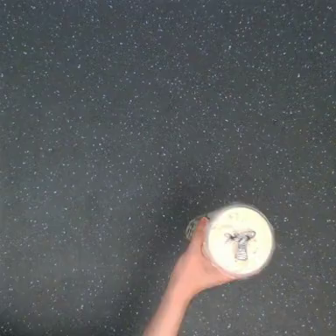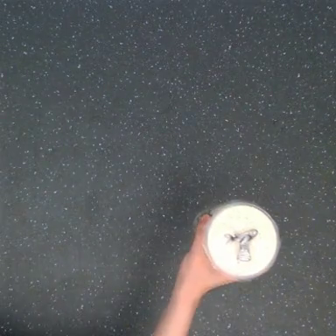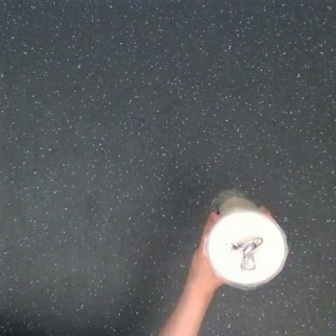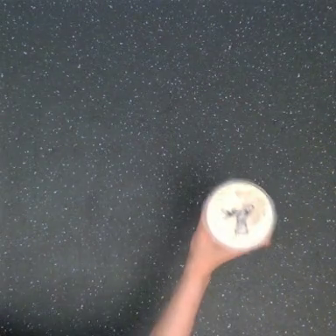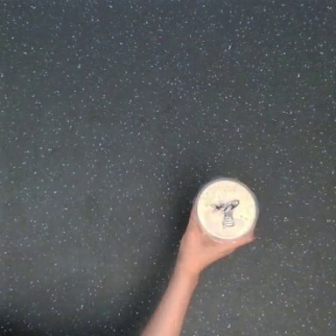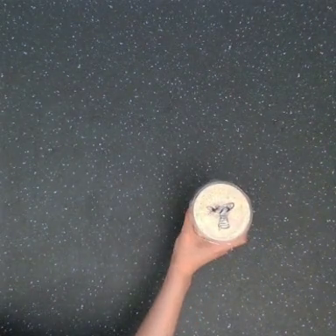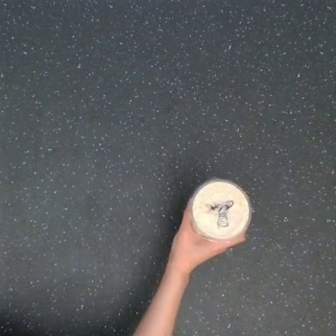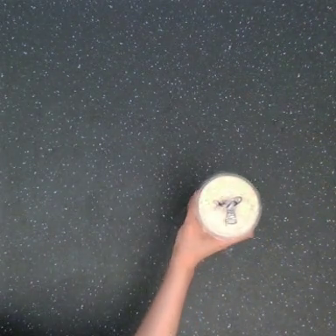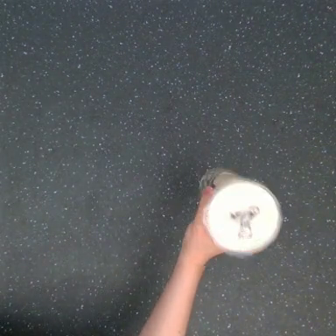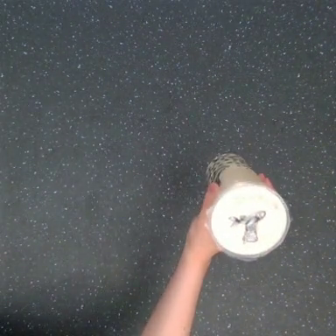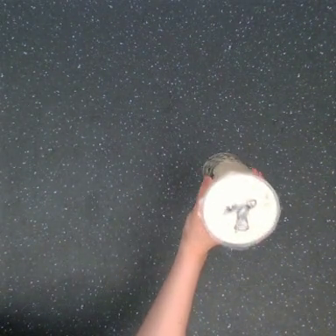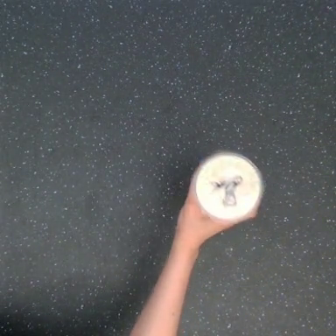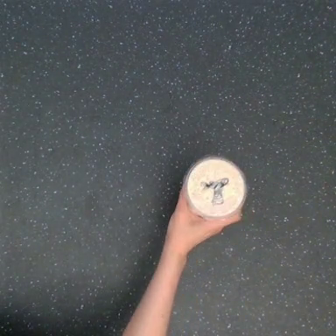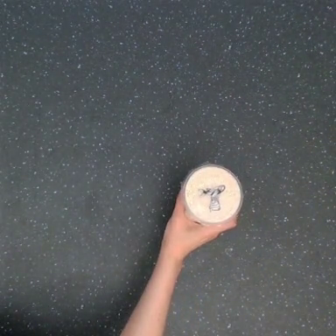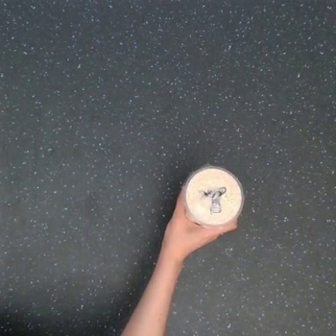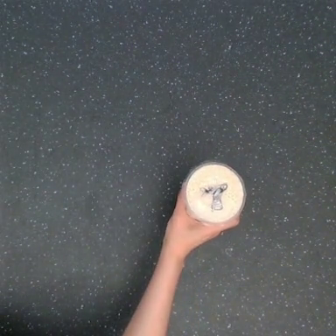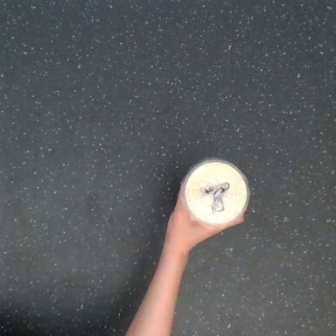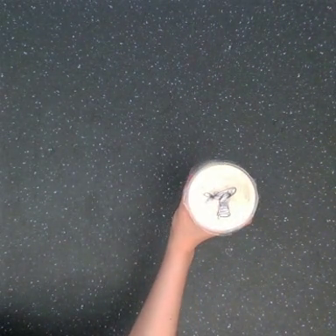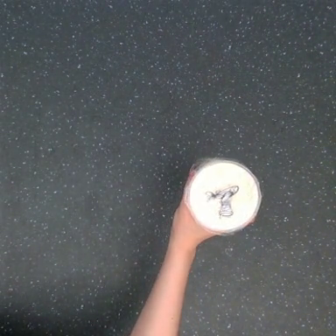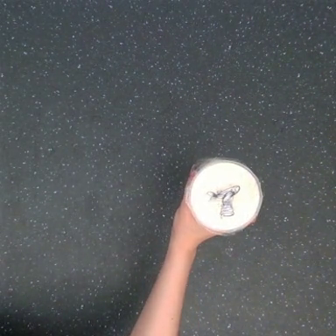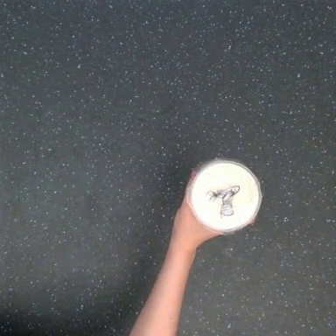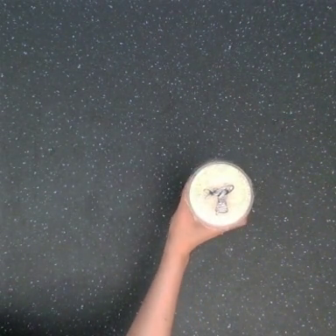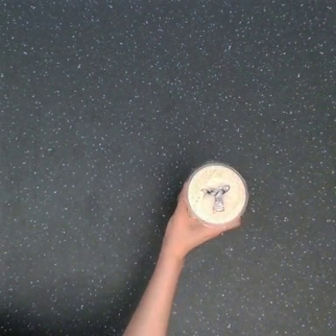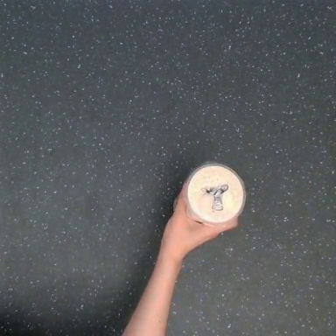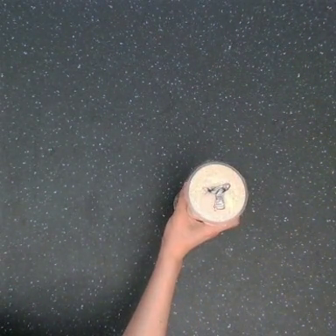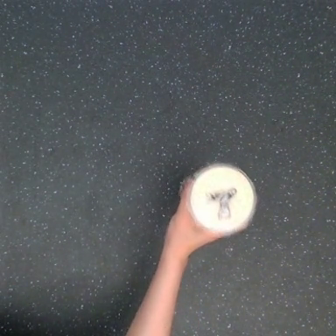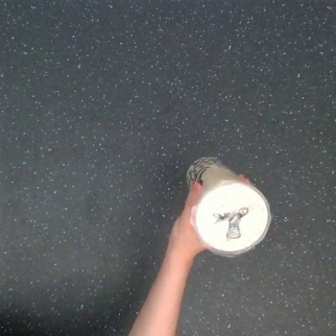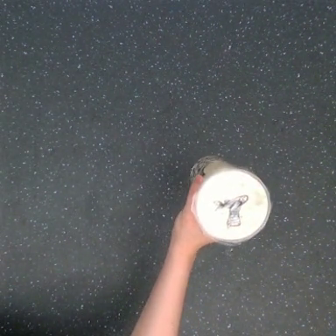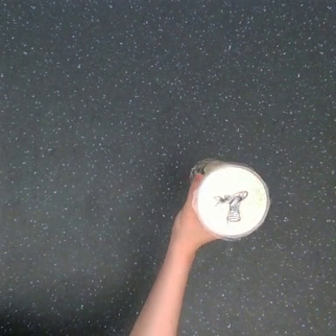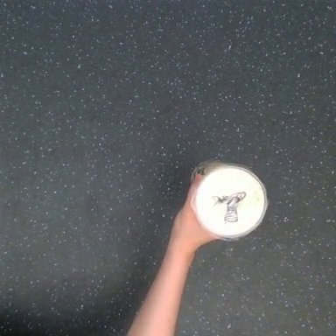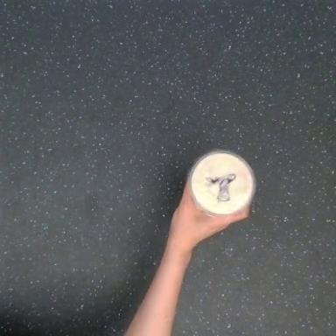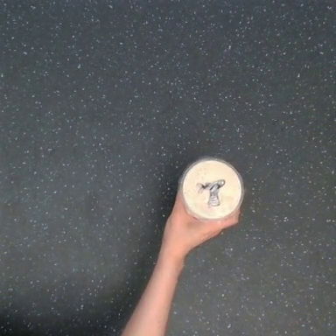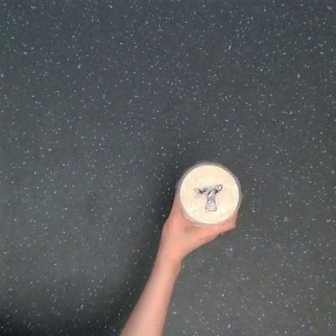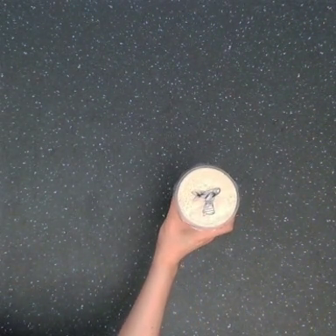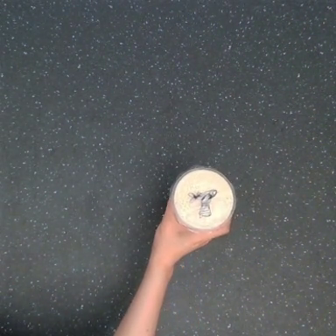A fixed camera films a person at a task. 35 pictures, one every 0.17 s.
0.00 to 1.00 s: The hand goes upward, then to the left.
1.00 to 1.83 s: The hand goes upward.
1.83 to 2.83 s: The hand goes downward, then upward.
2.83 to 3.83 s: The hand goes downward.
3.83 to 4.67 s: The hand goes upward.
4.67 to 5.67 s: The hand goes downward.
Task: shake the boba.
Motion: move up and down, repeating this sequence 4 times.
